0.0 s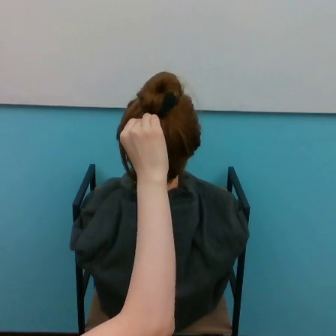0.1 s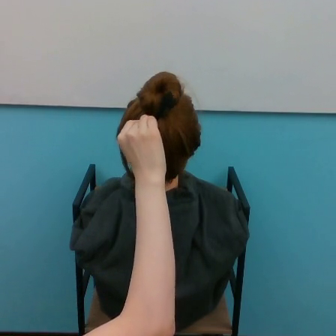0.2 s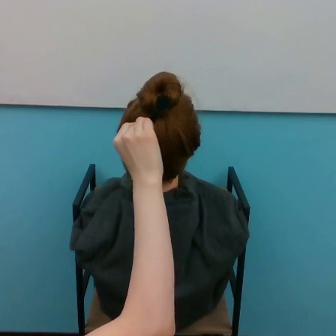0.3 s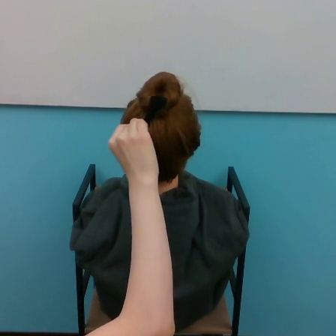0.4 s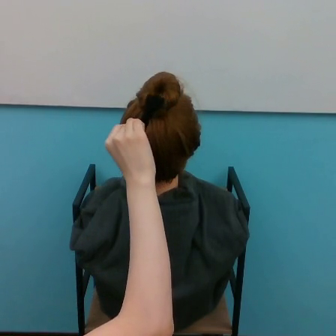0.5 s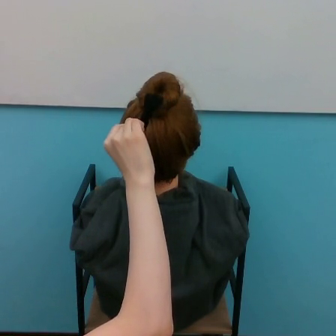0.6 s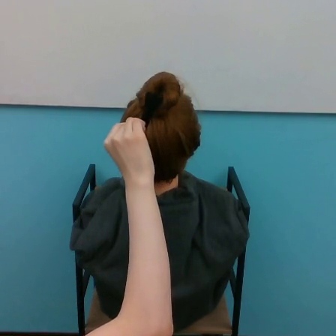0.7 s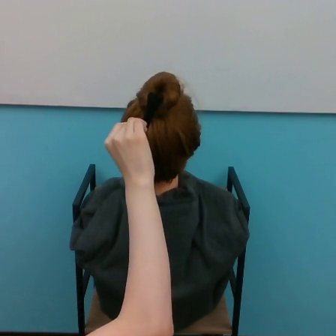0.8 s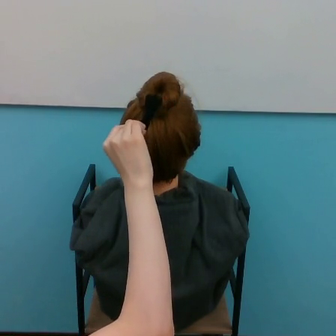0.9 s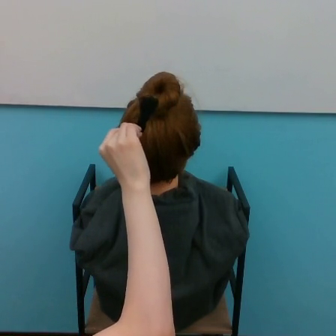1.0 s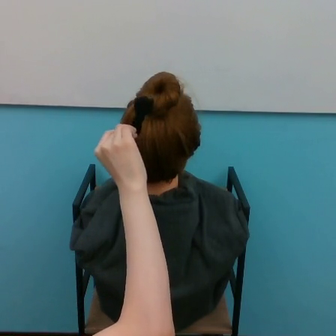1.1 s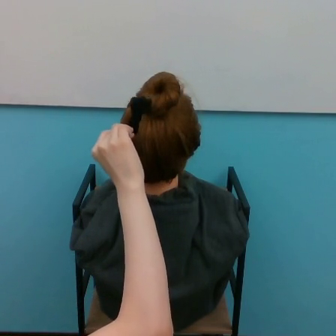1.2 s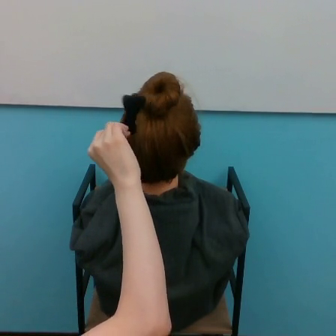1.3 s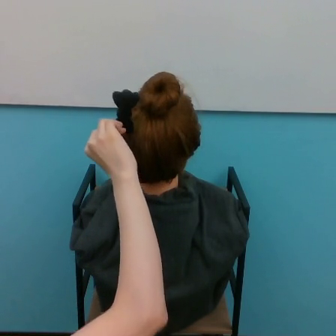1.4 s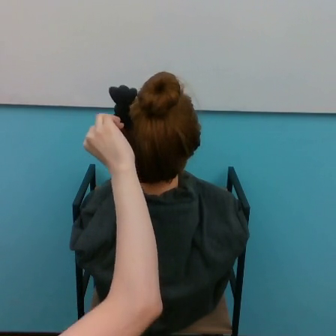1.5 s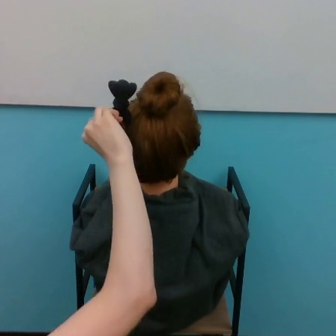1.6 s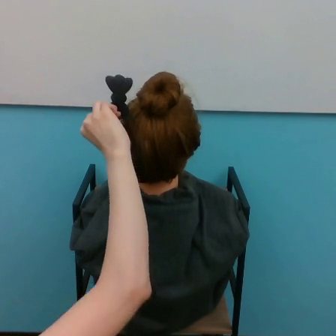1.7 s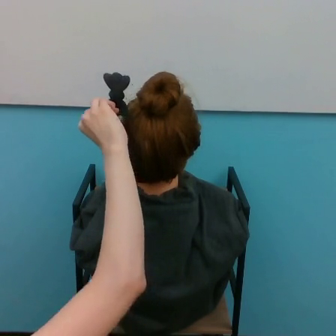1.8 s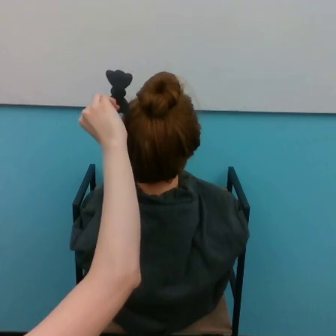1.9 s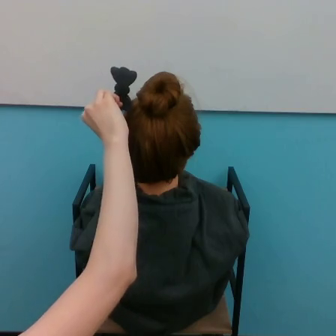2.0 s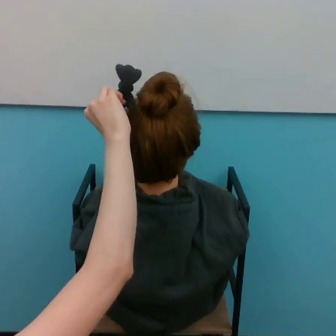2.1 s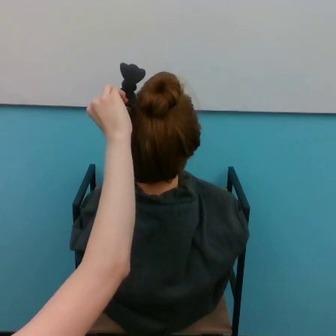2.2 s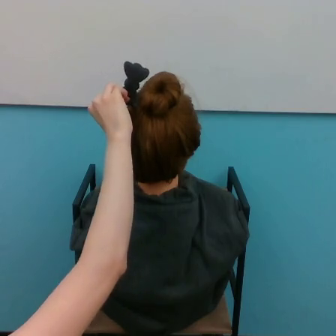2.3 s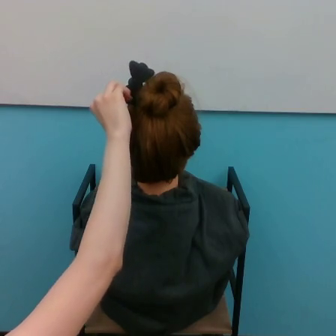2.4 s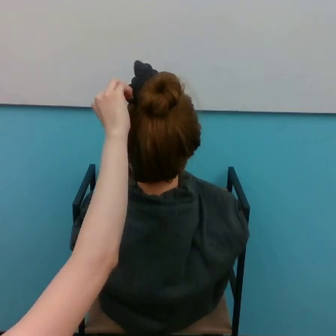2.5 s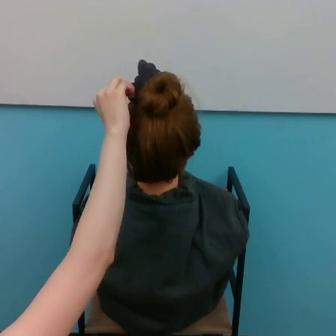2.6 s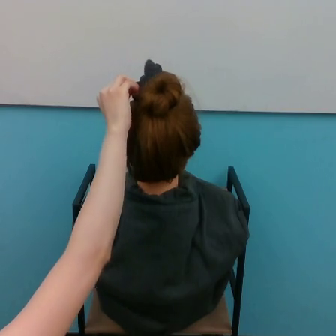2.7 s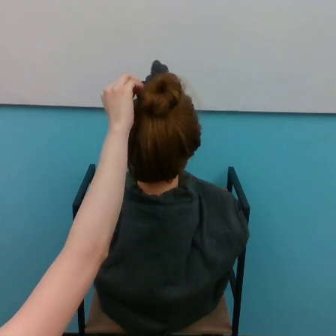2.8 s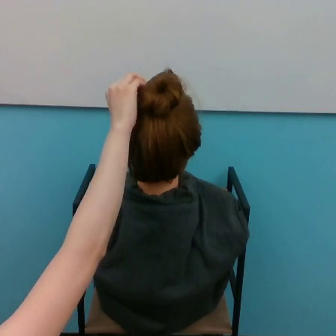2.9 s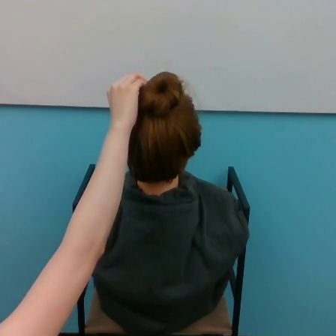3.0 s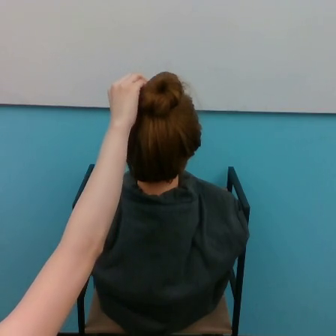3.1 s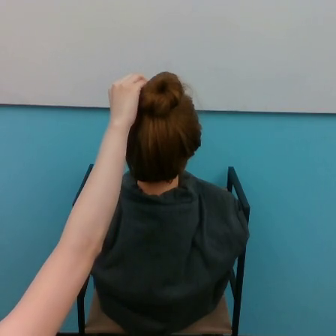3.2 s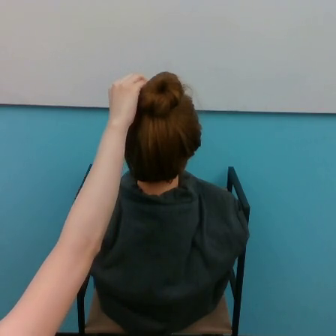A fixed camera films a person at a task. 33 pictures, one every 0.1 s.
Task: tidy back hair.
0.0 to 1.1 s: The hand goes to the left.
1.1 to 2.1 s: The hand goes upward, on a clockwise arc.
2.1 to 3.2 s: The hand goes to the right and upward.
